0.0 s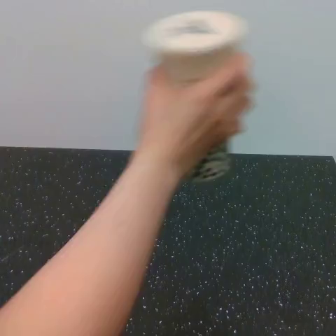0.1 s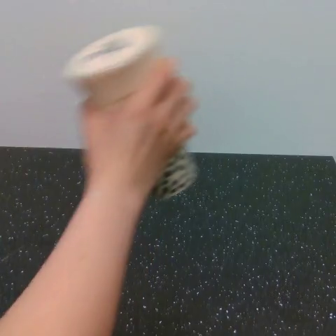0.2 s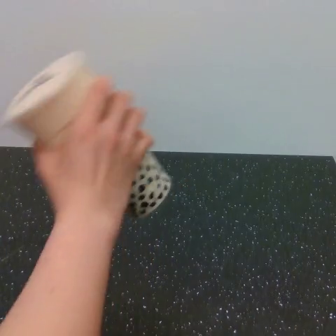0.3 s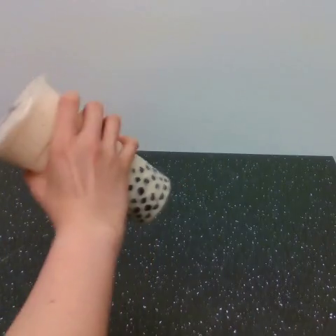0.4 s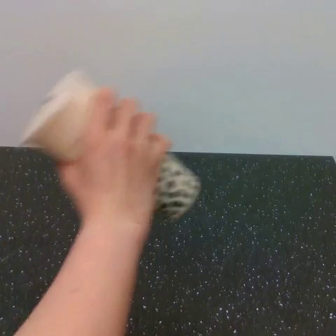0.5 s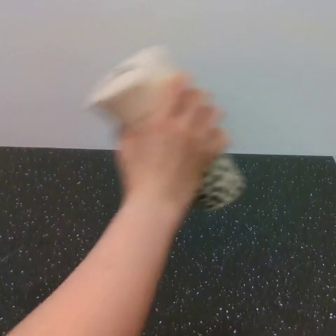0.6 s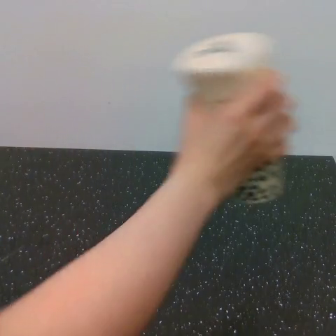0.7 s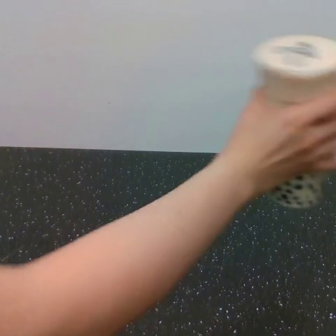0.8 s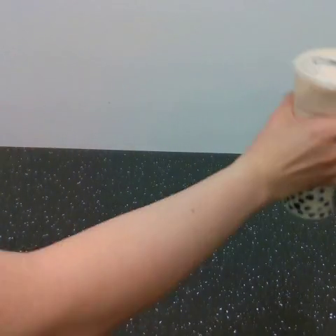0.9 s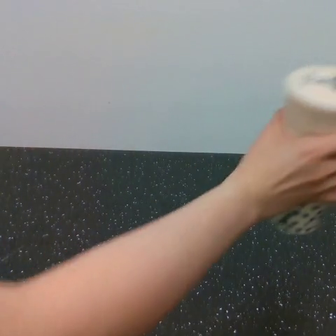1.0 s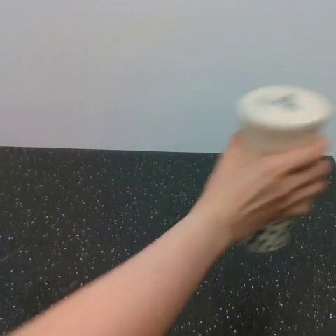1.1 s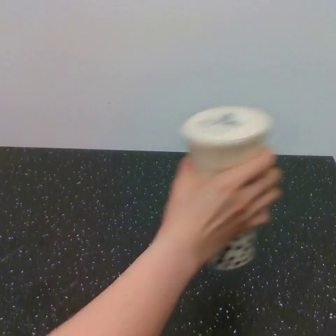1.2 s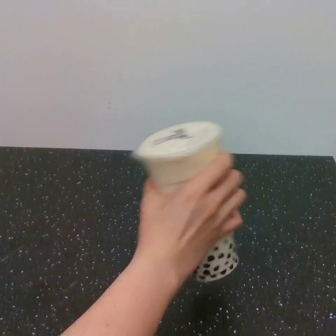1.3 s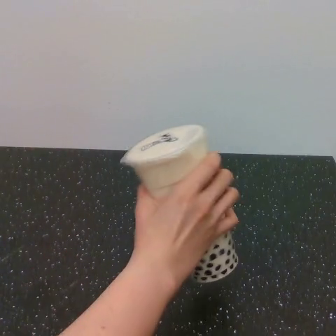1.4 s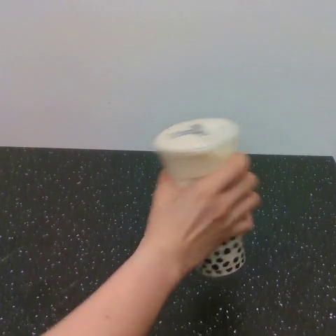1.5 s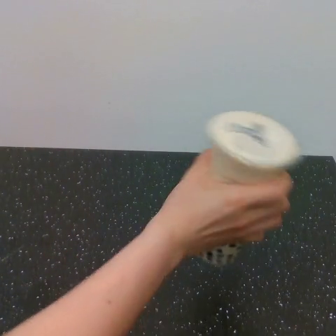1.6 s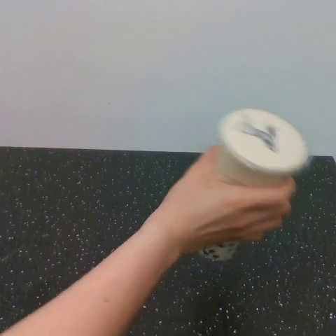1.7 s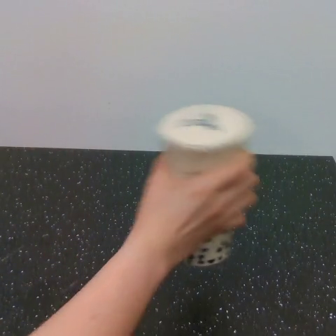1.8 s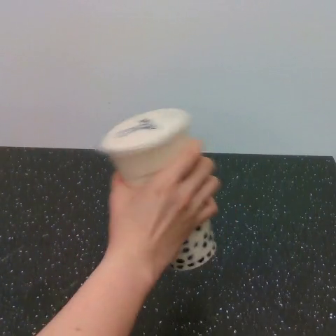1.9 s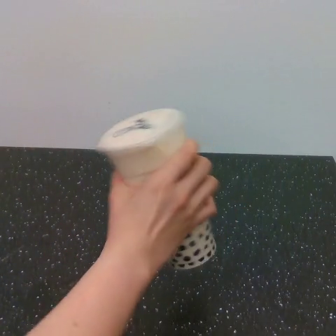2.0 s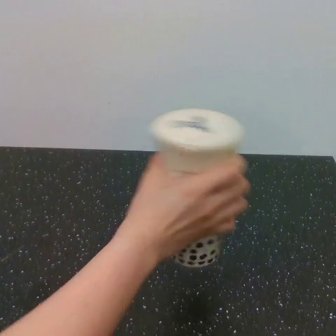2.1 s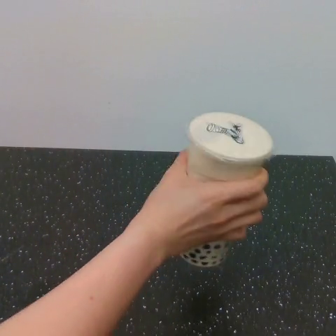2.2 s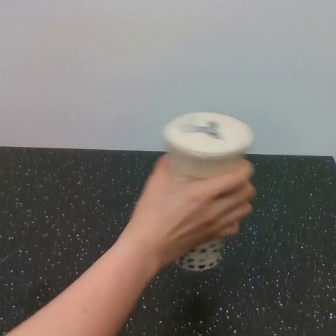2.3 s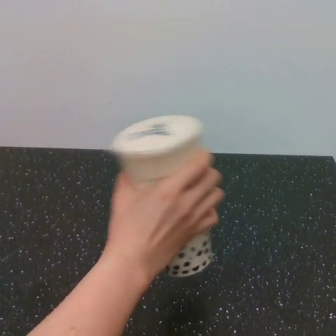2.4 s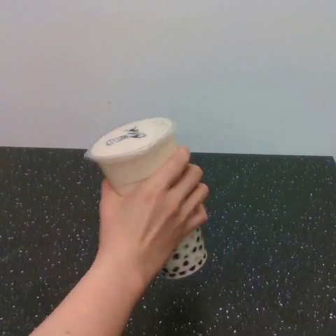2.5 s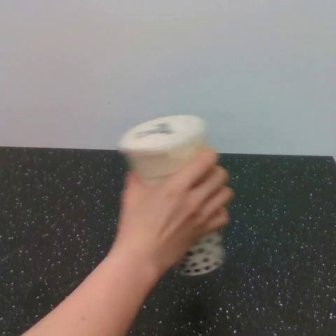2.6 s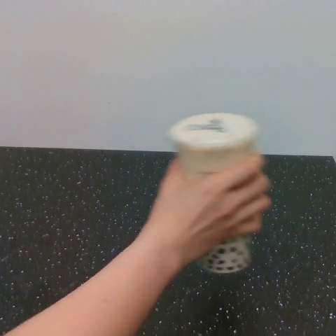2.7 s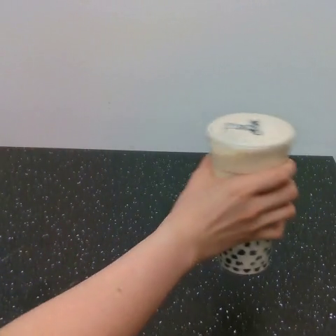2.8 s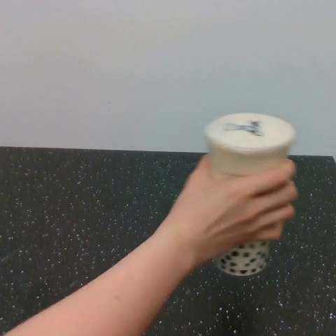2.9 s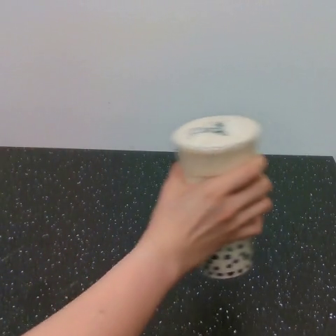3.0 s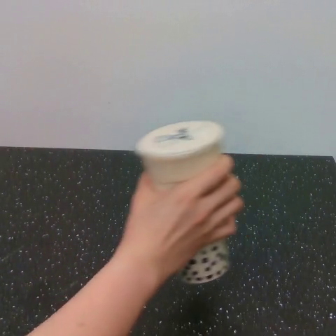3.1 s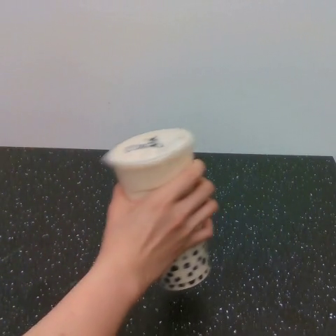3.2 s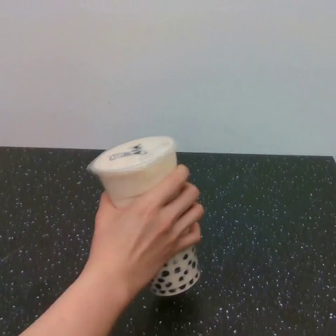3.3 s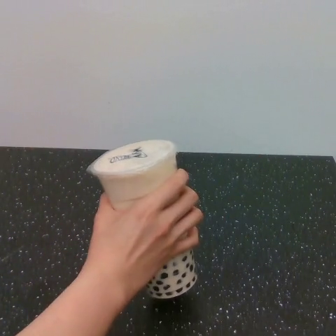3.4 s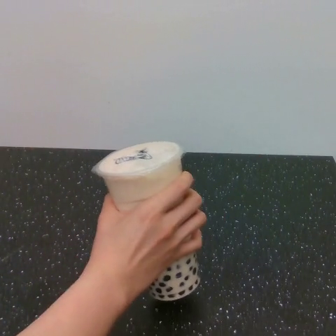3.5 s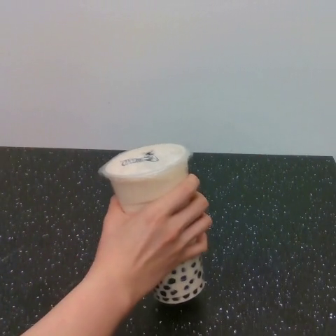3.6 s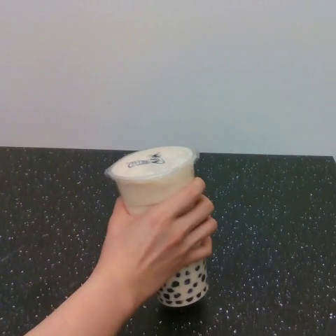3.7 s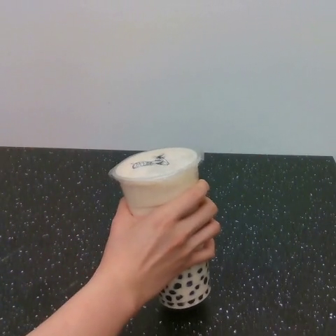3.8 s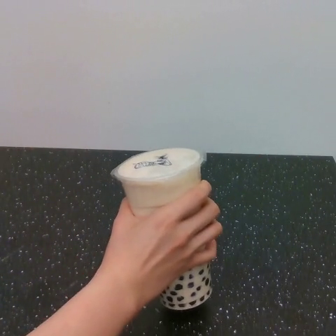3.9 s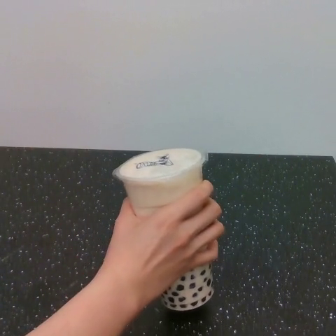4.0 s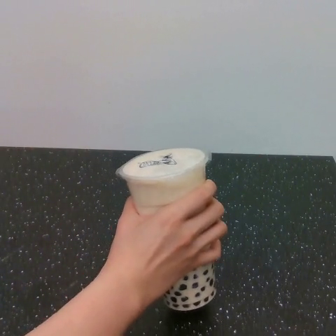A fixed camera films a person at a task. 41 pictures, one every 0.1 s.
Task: shake the boba.
Motion: make 1 large horizontal motion from left to right at the top, followed by 3 small horizontal motions at the bottom.
0.0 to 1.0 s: The hand goes to the left, then to the right.
1.0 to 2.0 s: The hand goes to the left, then to the right.
2.0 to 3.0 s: The hand goes to the right, then to the left.
3.0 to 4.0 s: The hand goes to the left and downward, then to the right.
